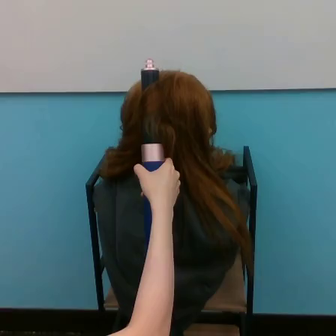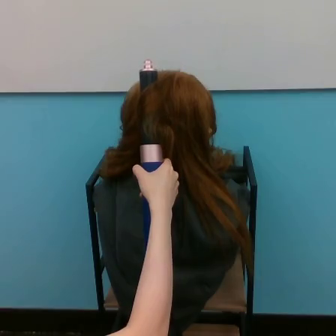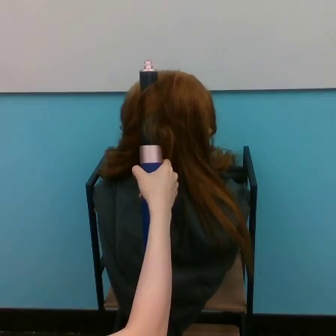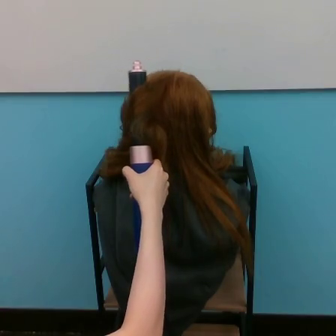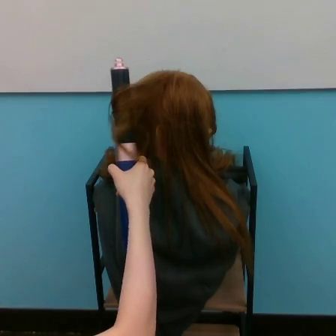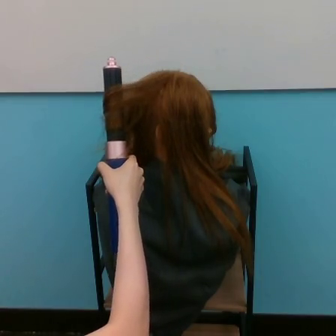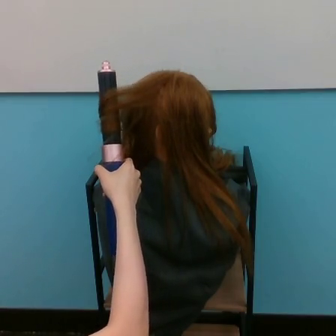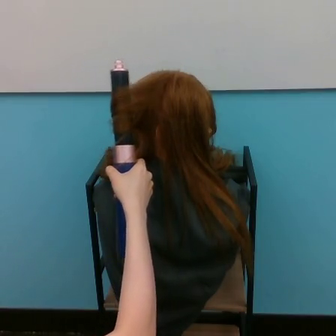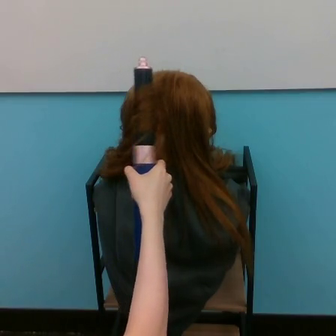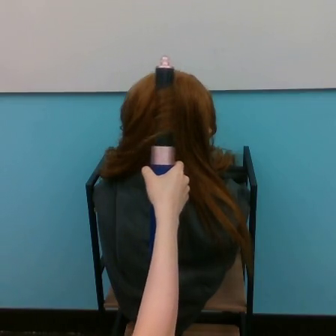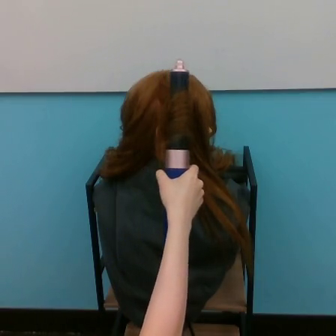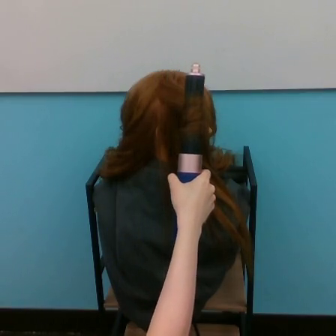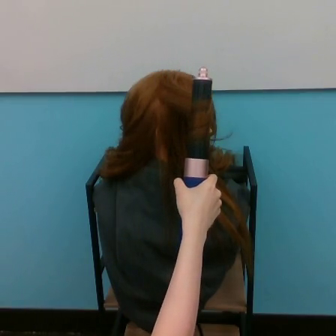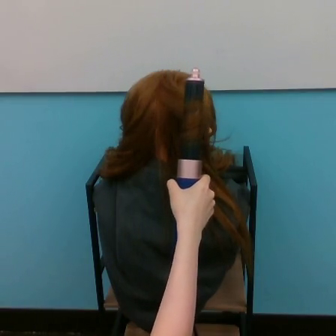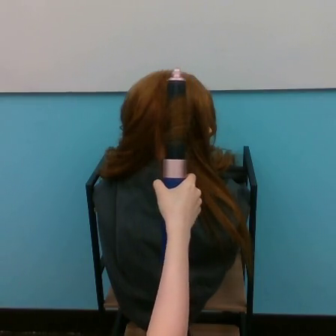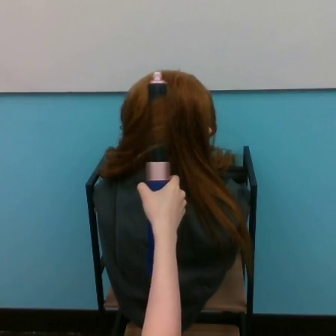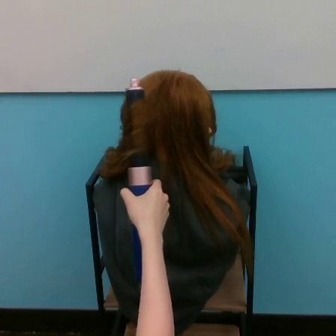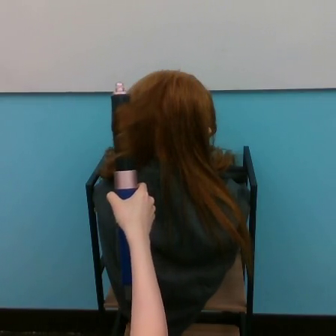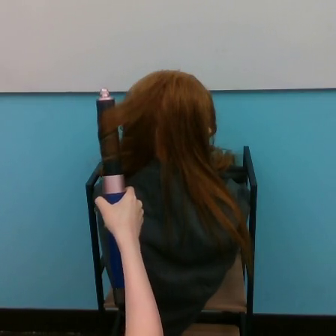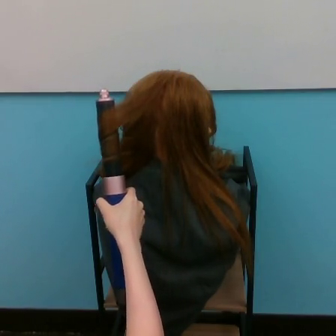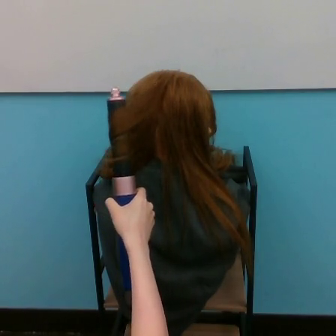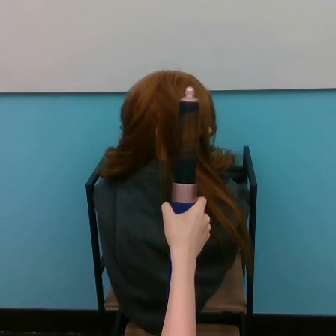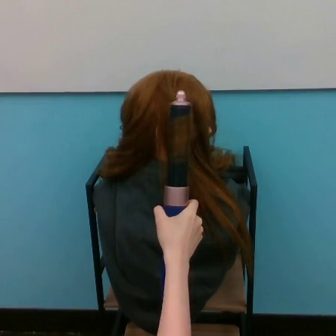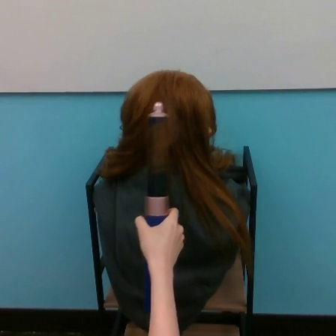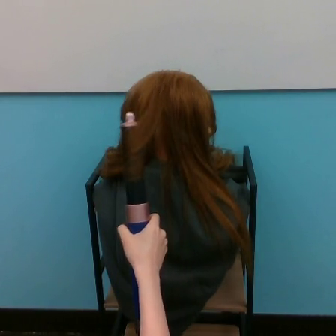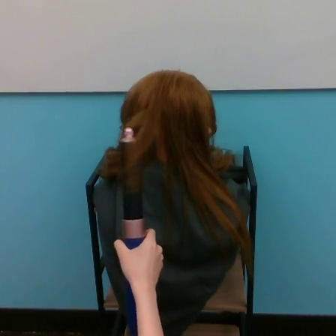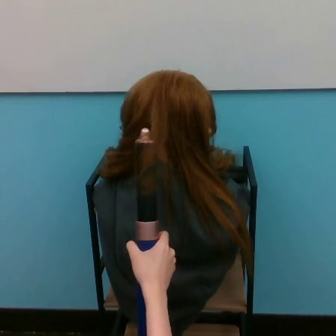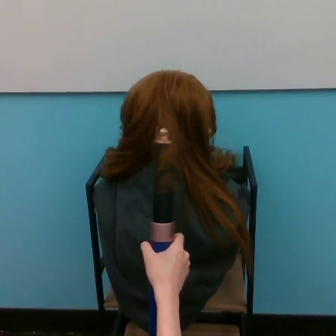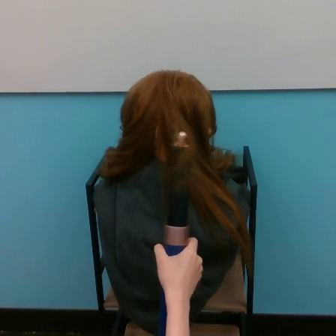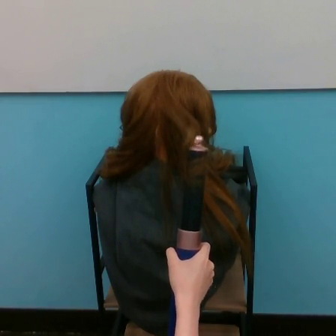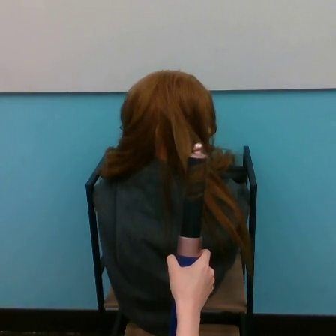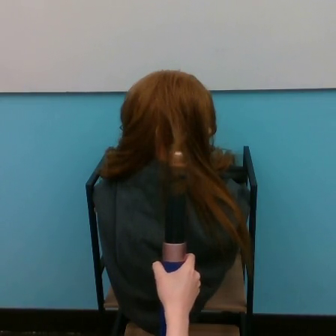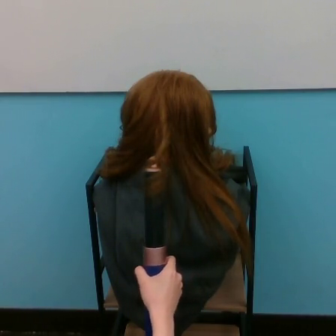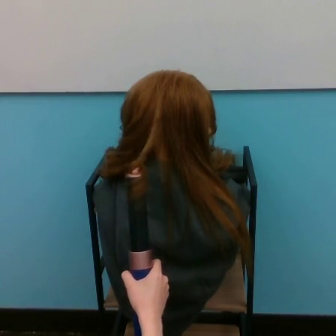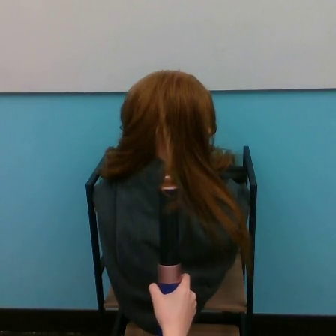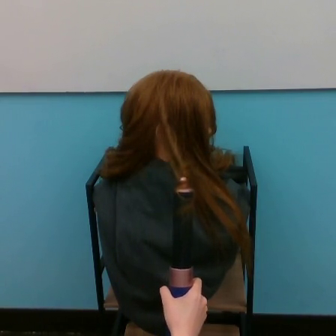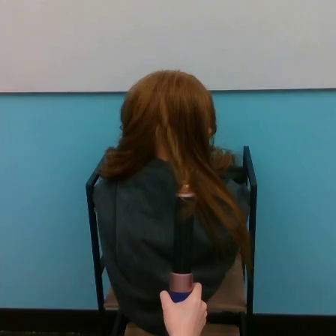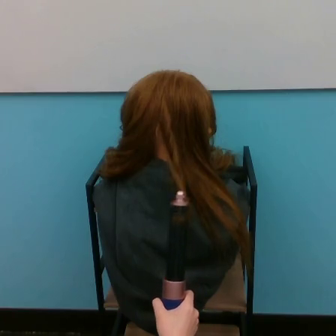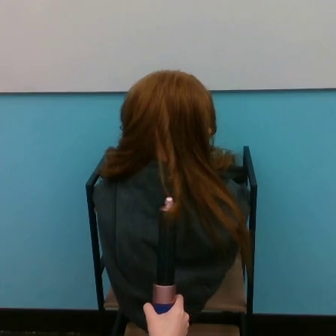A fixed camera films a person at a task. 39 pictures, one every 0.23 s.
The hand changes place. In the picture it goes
downward.
0.00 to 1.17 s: The hand goes to the left.
1.17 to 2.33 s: The hand goes to the right.
2.33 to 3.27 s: The hand goes to the right, then to the left.
3.27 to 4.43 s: The hand goes to the left.
4.43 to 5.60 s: The hand goes to the right, then to the left.
5.60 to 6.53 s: The hand goes to the right and downward, on a counterclockwise arc.
6.53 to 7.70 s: The hand goes to the left and downward, on a clockwise arc.
7.70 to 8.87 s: The hand goes to the right and downward.
Task: curl hair.
Motion: move downward, making horizontal oscillations to the left and to the right.
